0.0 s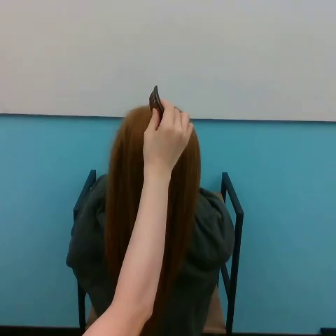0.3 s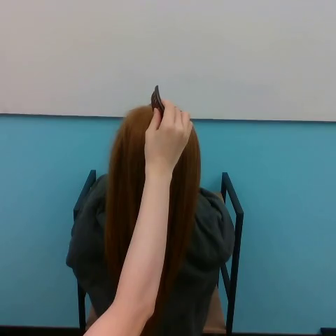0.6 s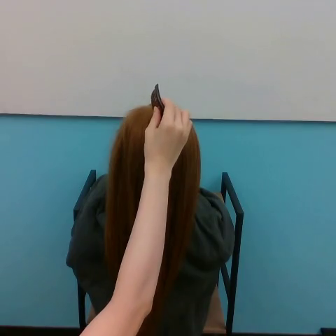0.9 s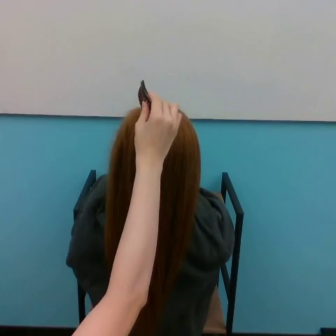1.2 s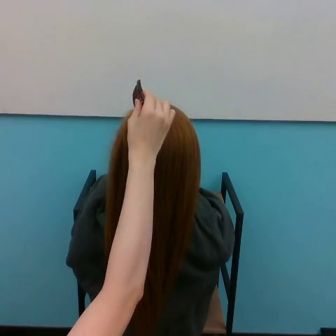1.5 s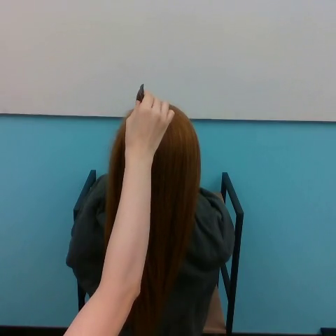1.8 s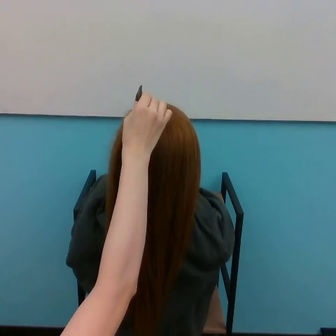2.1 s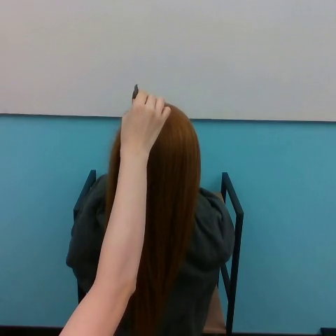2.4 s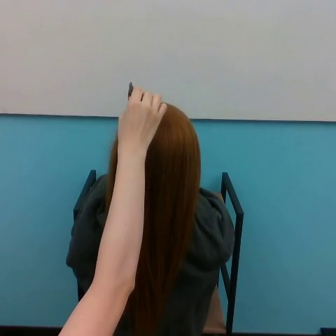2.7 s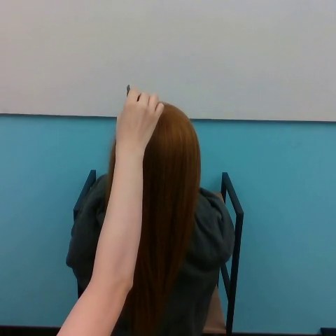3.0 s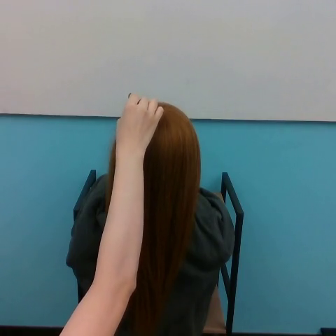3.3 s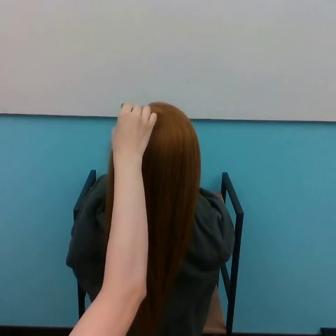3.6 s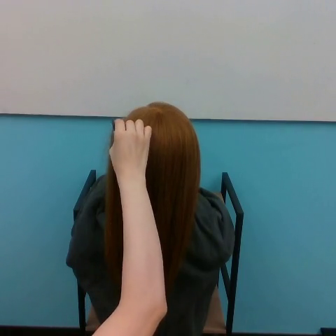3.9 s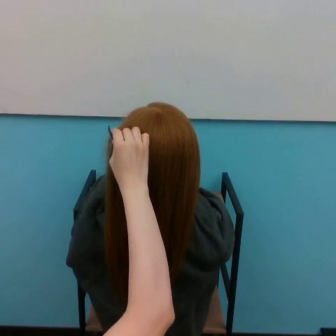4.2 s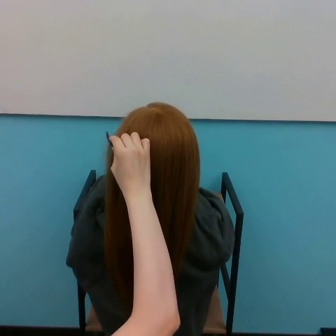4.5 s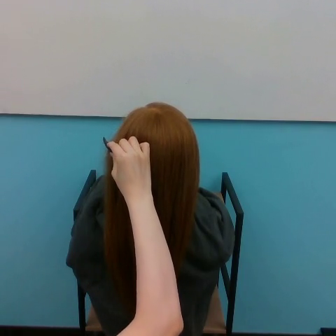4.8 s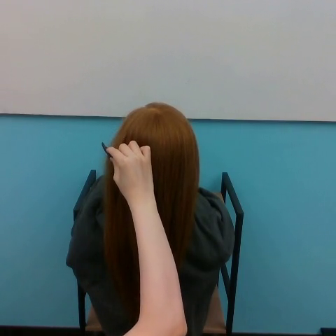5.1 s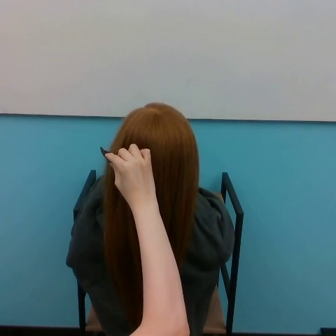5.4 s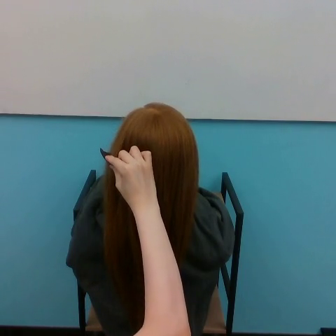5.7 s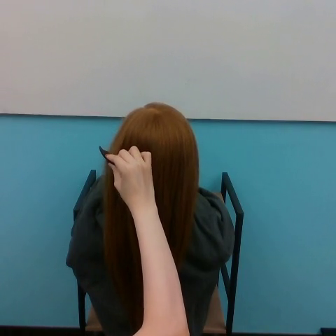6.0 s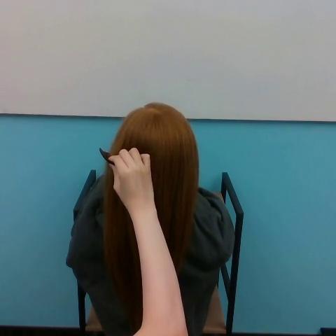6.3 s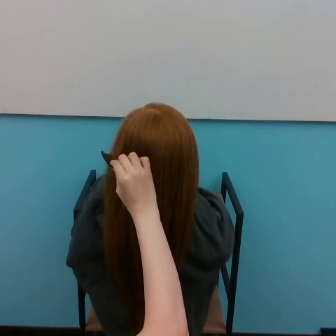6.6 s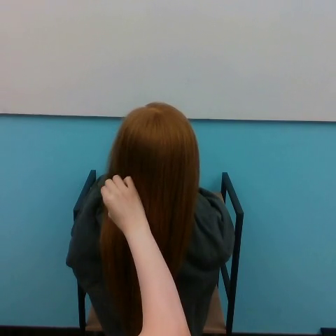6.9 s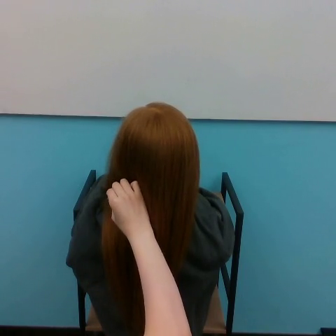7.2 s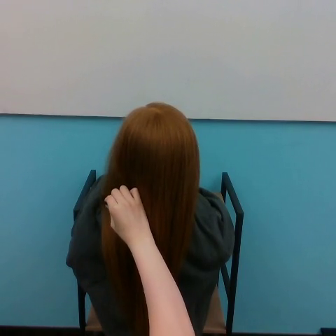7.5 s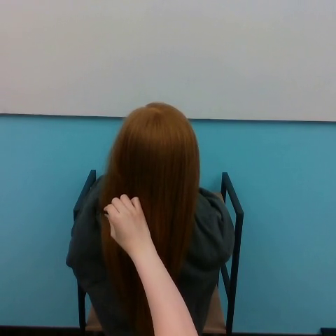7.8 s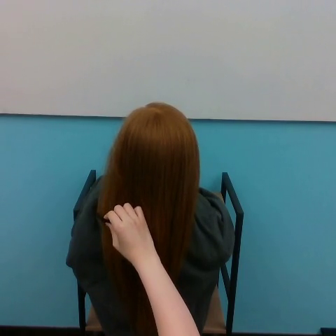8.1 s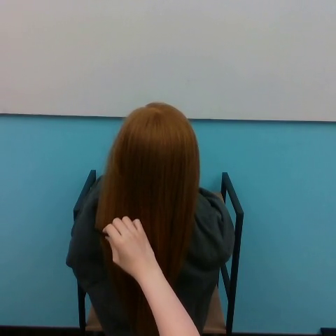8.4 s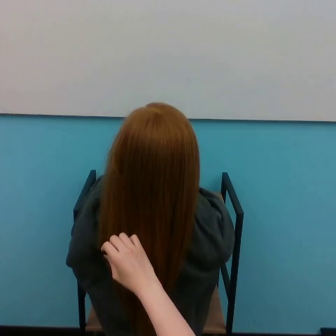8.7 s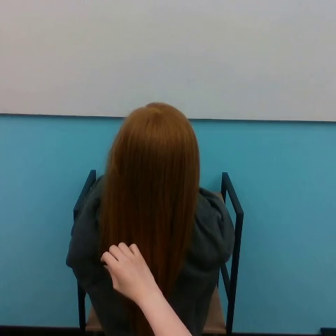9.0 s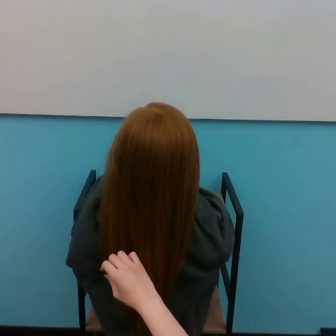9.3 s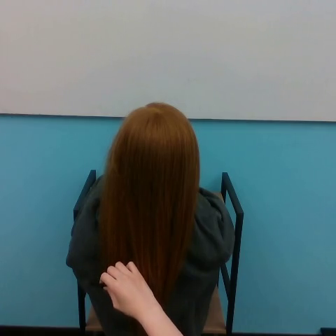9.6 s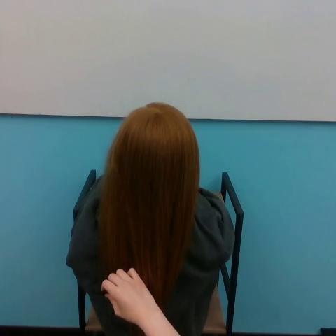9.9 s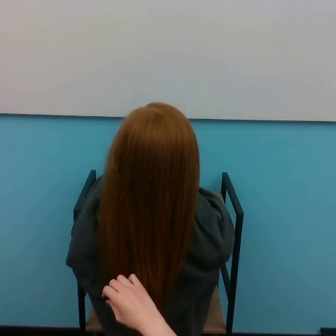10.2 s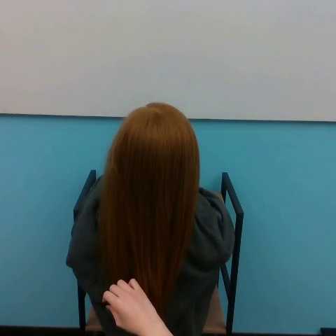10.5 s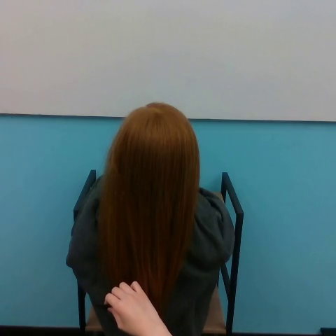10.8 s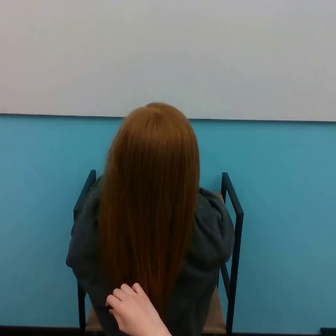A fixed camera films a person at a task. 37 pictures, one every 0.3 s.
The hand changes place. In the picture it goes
downward.
0.0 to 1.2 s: The hand goes to the left.
1.2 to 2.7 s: The hand moves only a little.
2.7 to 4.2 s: The hand goes downward.
4.2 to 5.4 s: The hand goes downward.
5.4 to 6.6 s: The hand goes downward.
6.6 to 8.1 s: The hand goes downward.
8.1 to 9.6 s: The hand goes downward.
9.6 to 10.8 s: The hand goes downward.
Task: brush hair.
Motion: move to the left, then move downward.
